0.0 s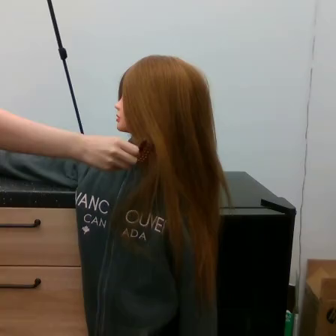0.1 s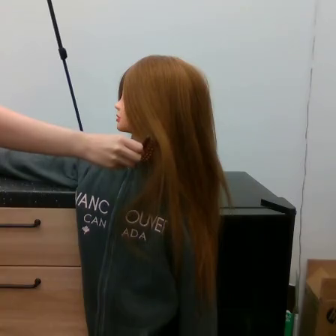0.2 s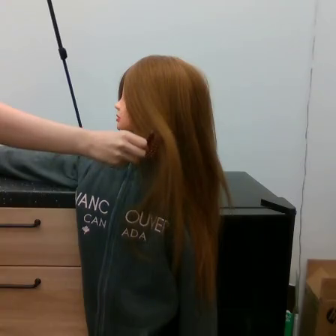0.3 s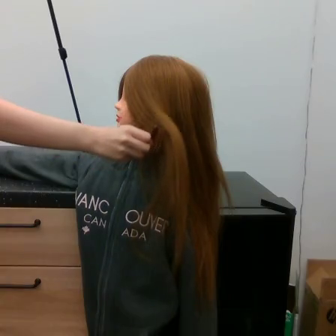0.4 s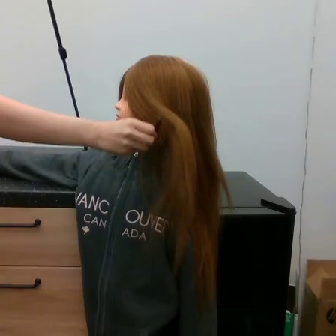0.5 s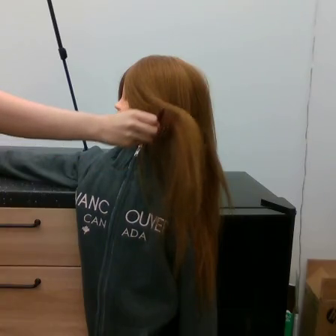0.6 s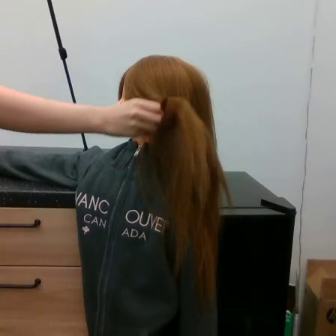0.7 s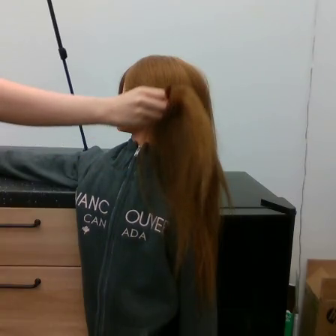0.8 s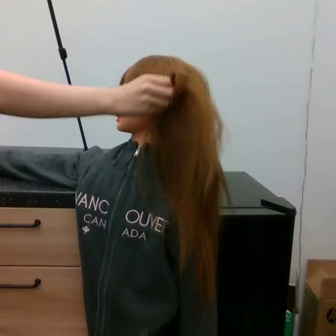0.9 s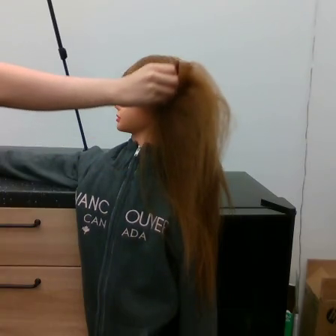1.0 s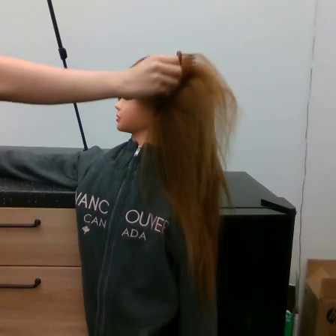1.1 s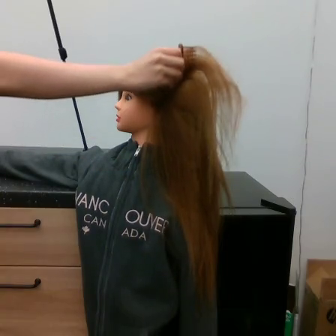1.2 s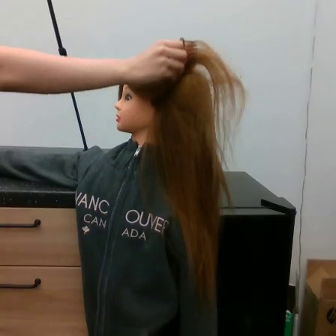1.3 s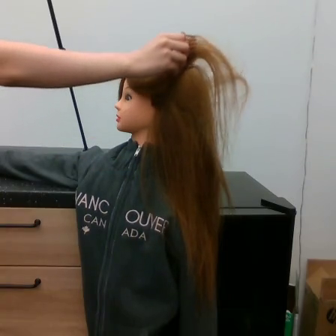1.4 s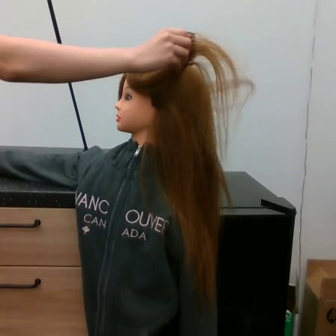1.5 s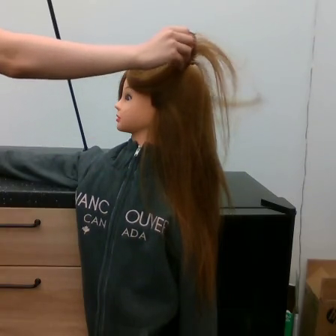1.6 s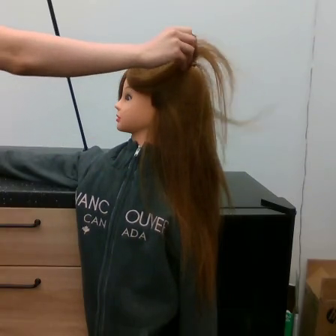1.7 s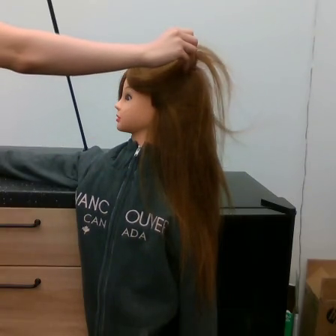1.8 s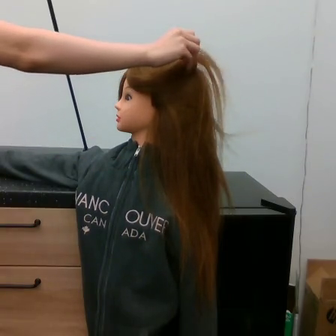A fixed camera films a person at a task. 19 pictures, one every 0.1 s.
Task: tidy side hair.
Motion: move upward and to the right.
0.0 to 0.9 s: The hand goes upward and to the right.
0.9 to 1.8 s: The hand goes upward and to the right.
